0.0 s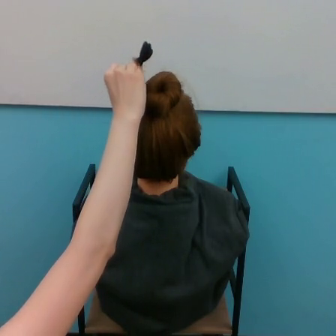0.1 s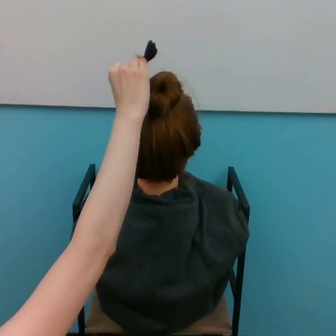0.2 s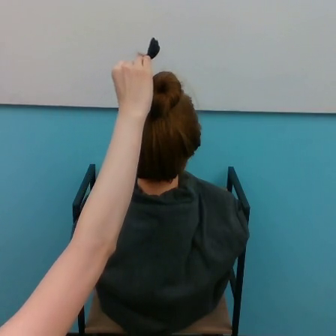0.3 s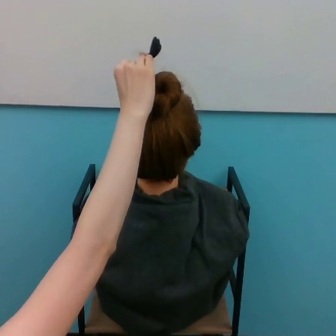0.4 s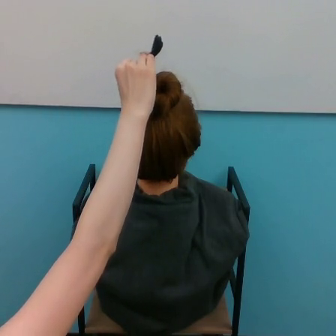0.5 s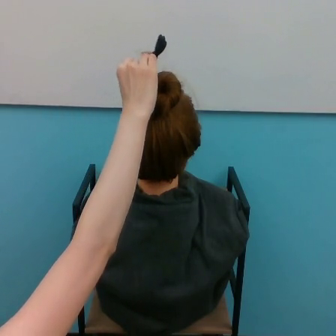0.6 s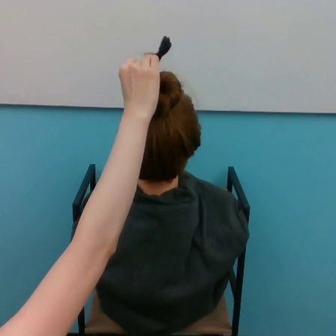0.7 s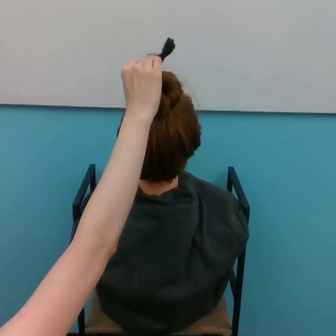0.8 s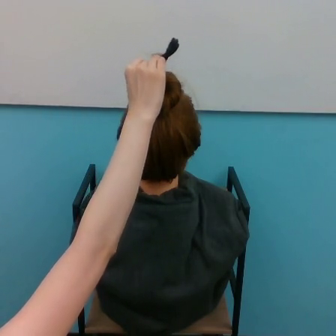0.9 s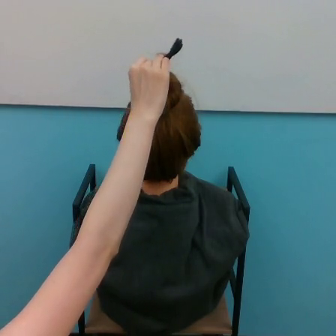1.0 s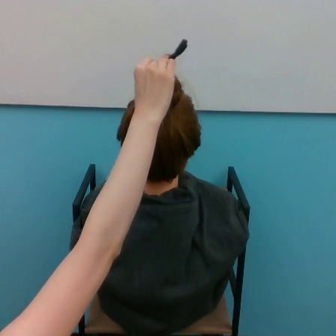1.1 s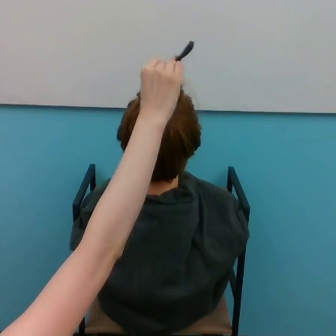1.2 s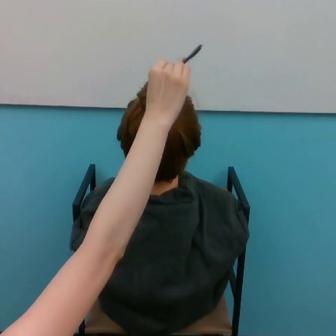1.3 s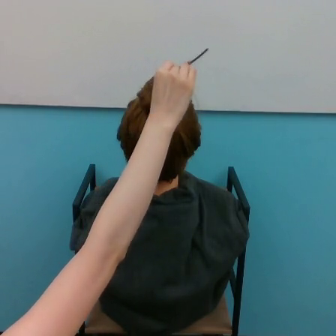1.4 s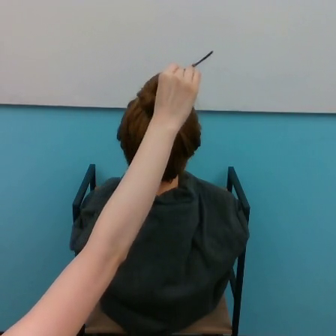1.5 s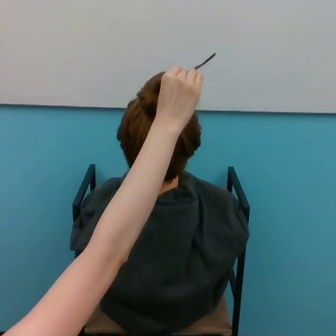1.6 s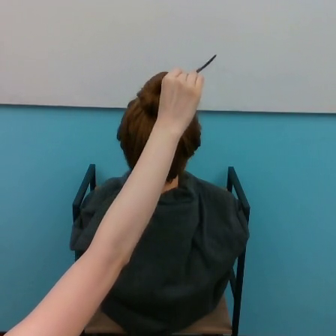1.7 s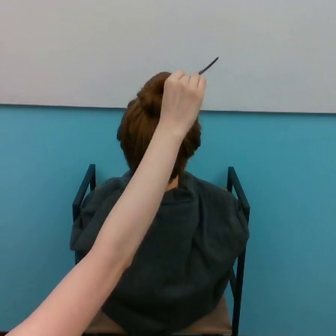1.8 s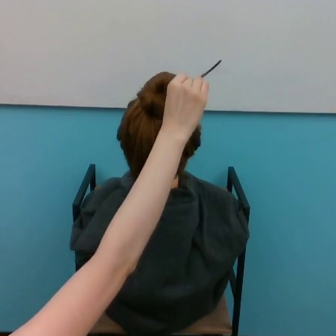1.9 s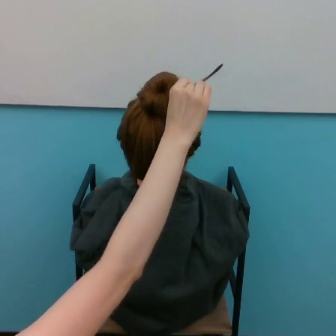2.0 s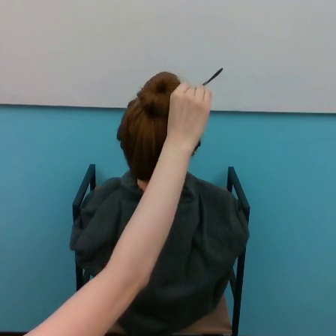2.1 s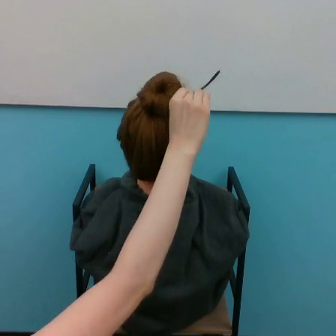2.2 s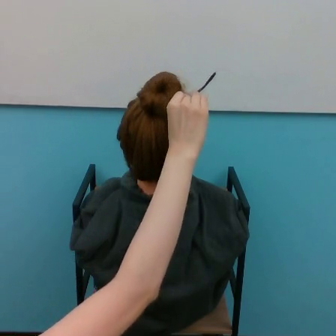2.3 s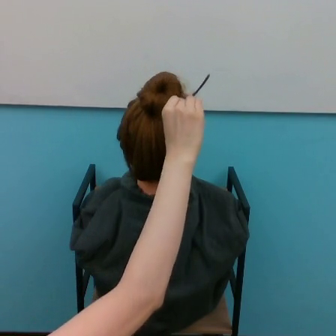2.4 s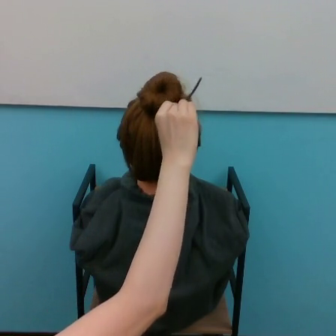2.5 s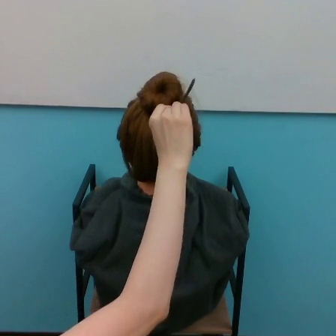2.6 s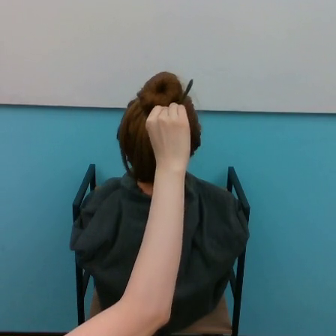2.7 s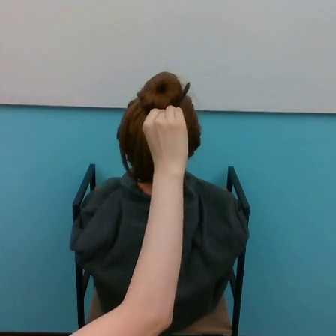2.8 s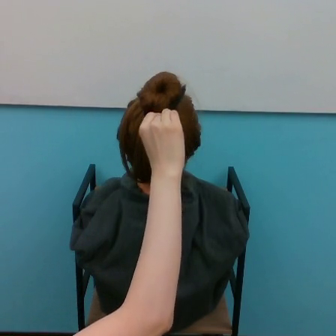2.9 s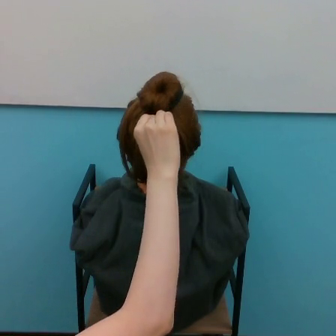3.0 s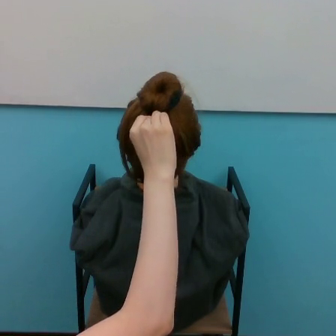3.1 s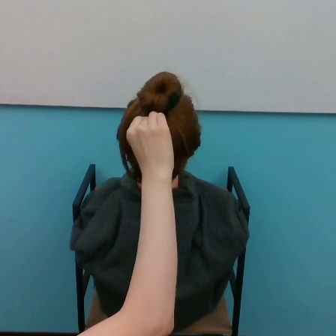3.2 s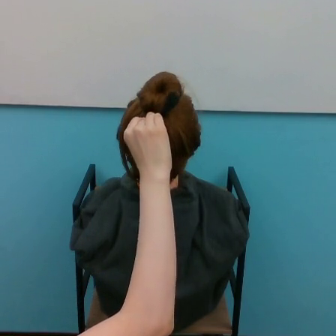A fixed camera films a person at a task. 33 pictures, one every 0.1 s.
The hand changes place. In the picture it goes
downward.
0.0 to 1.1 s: The hand goes to the right.
1.1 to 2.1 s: The hand goes downward and to the right.
2.1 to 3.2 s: The hand goes to the left and downward.
Task: tidy back hair.
